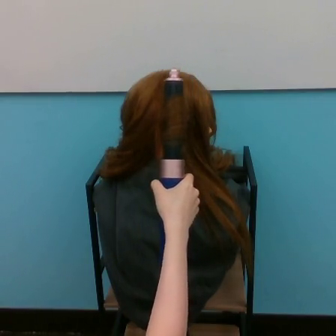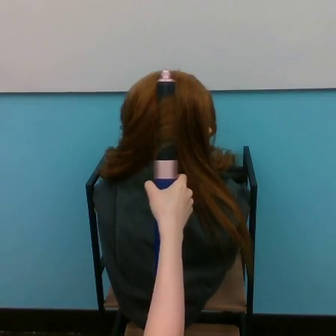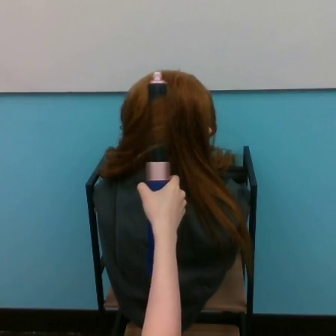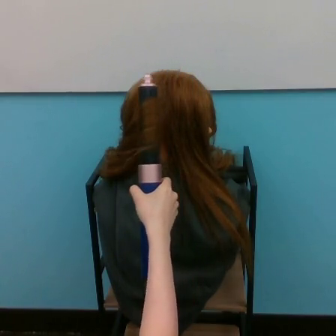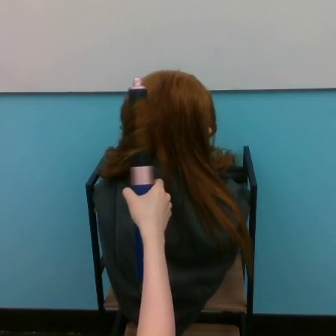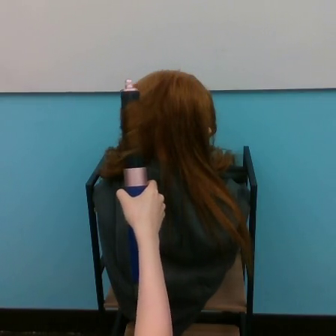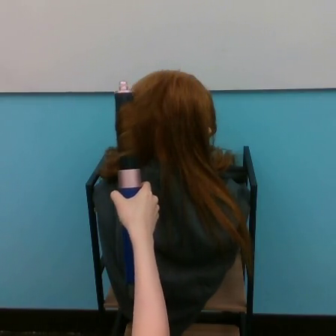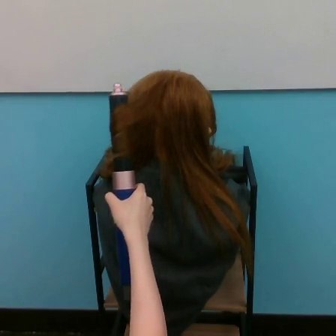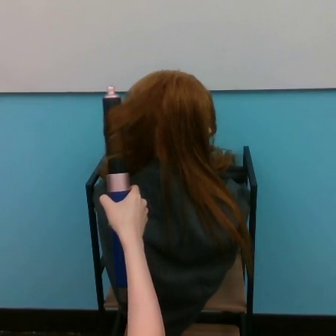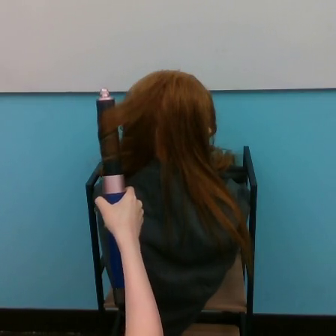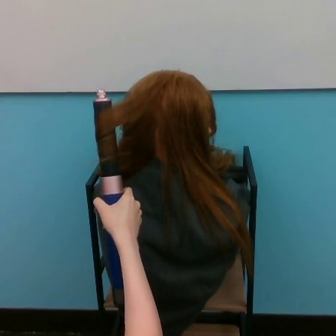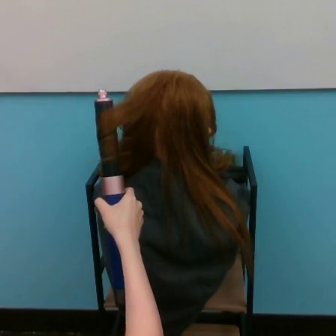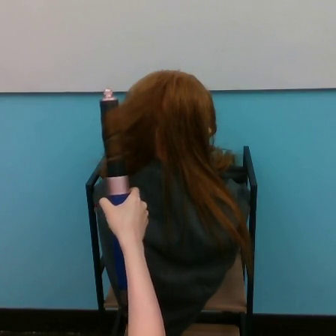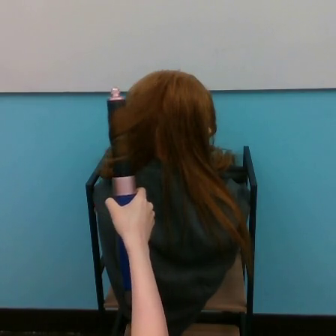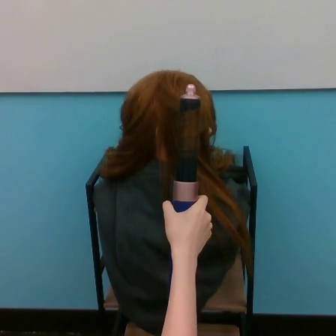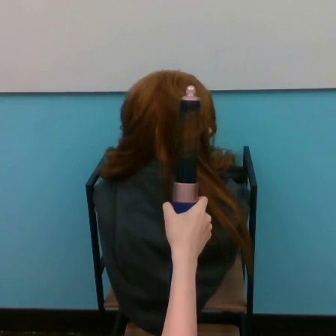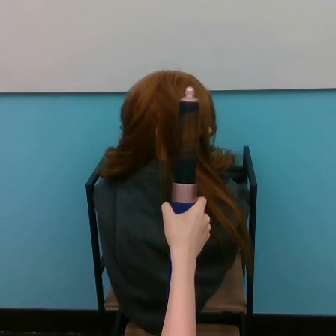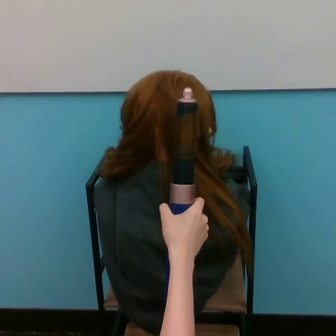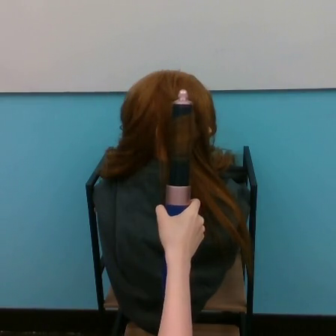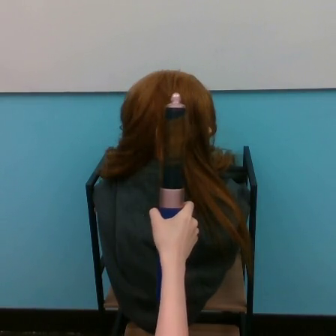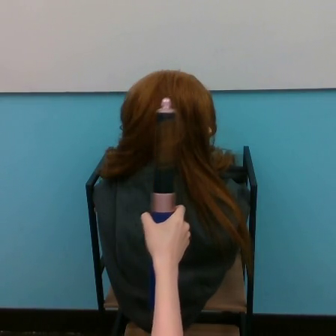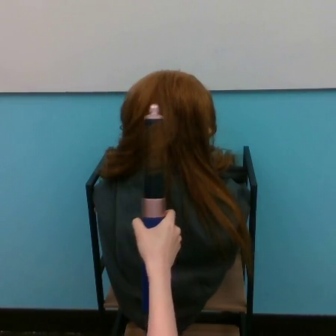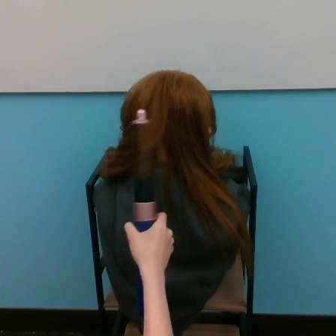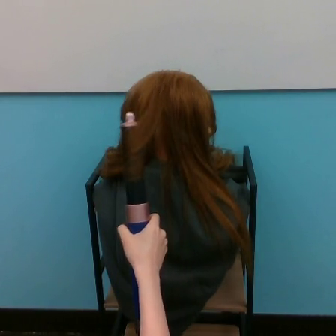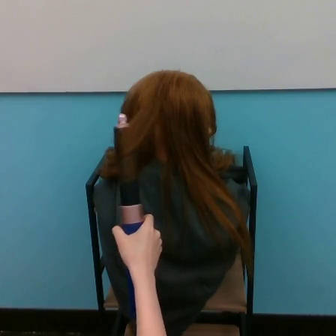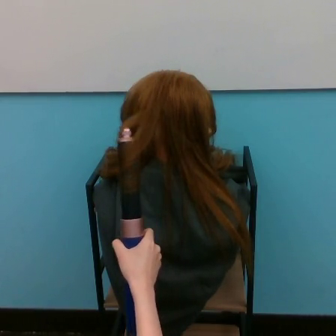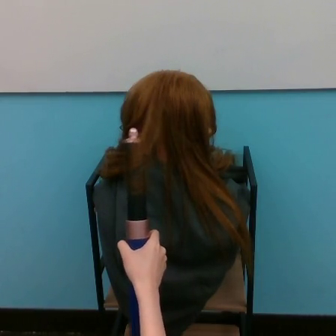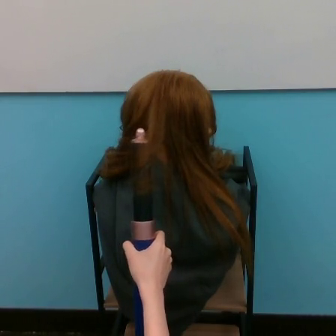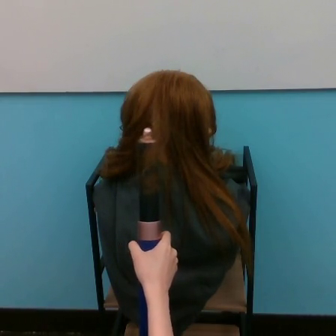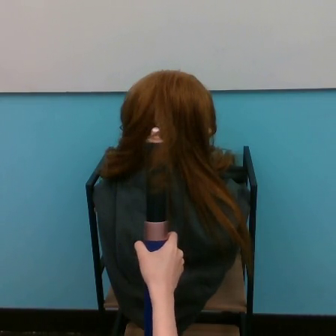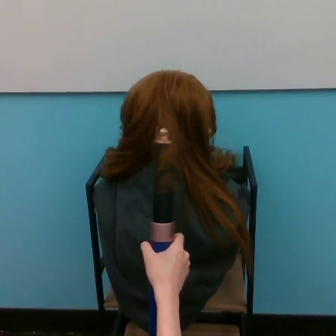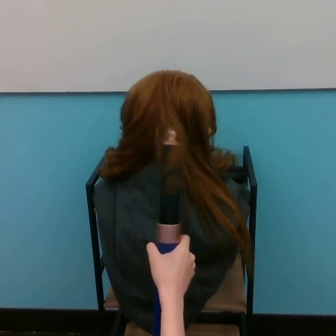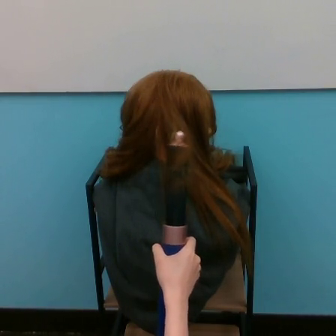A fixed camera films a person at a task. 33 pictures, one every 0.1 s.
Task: curl hair.
0.0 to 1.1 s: The hand goes to the left.
1.1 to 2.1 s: The hand goes to the right, then to the left and downward.
2.1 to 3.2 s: The hand goes downward and to the right, on a counterclockwise arc.
